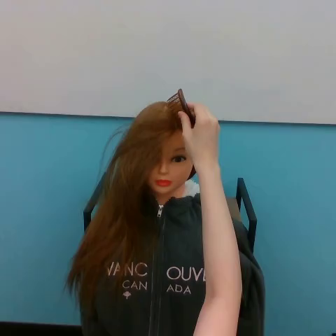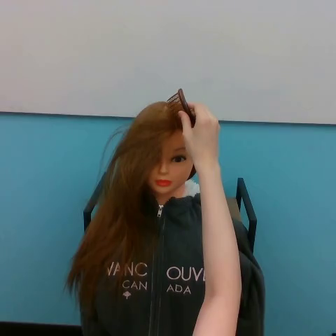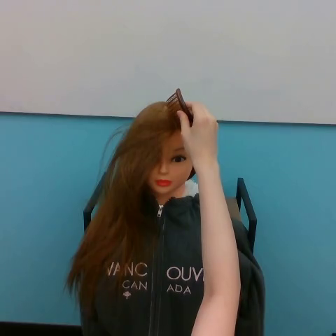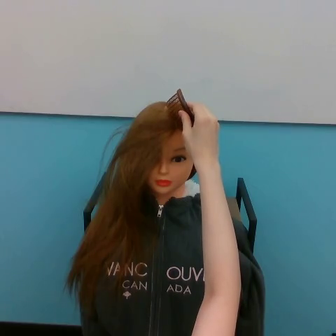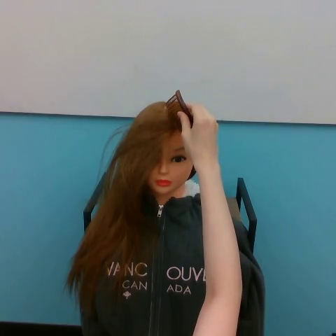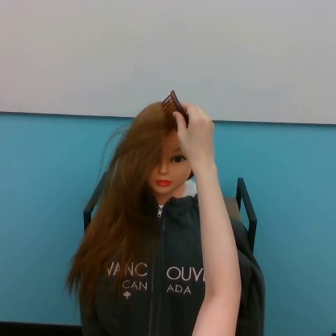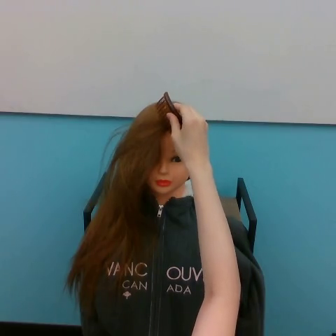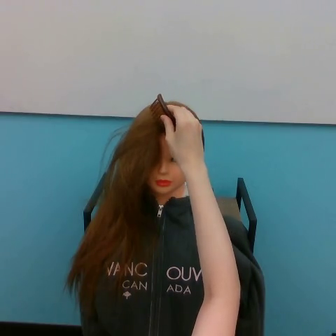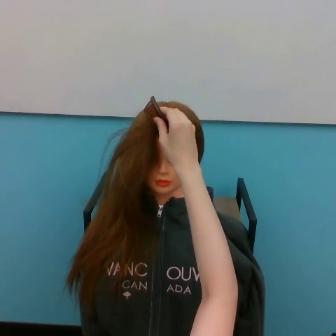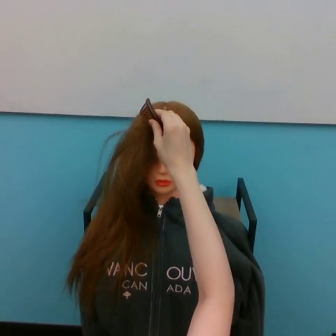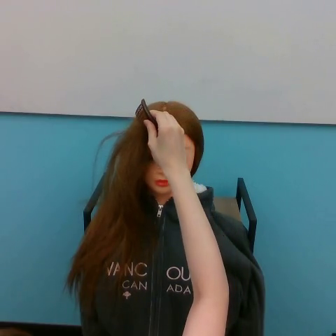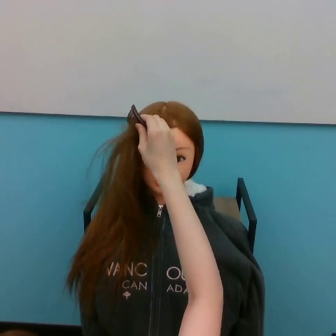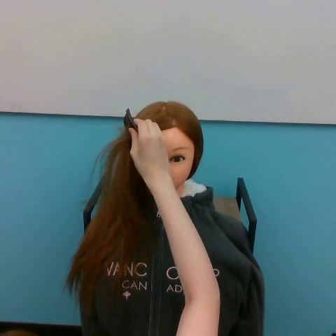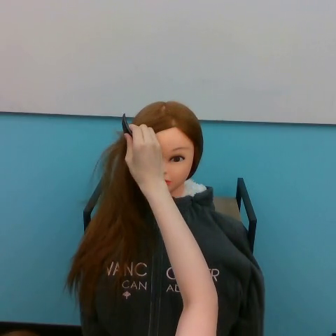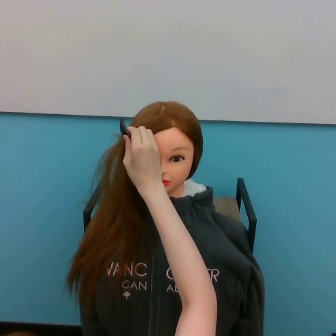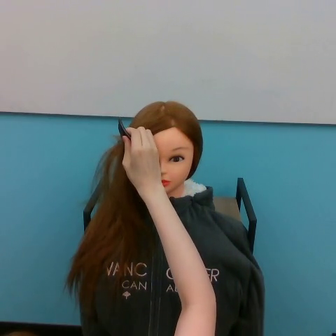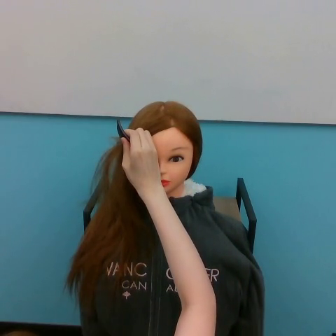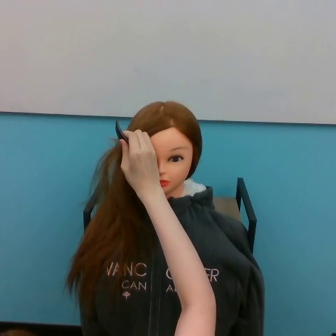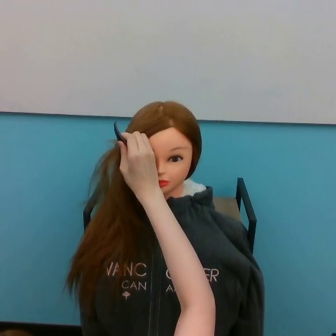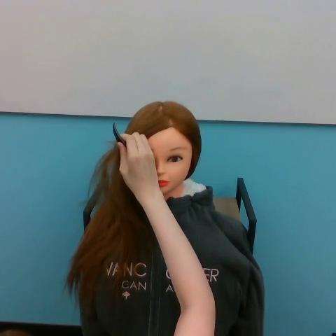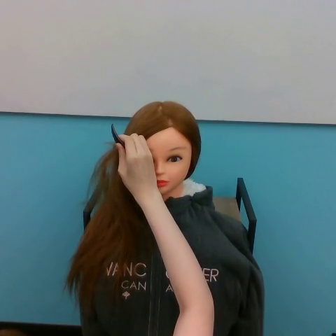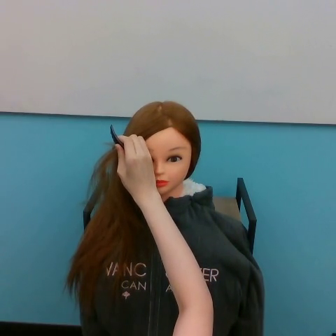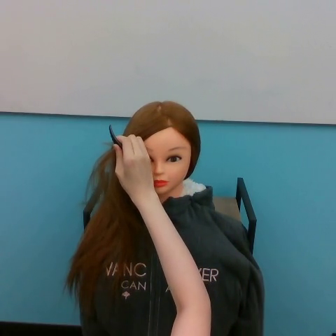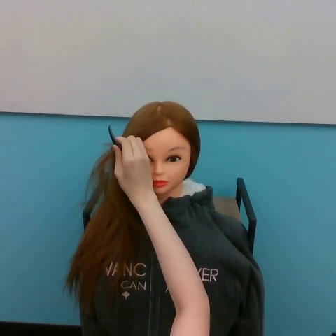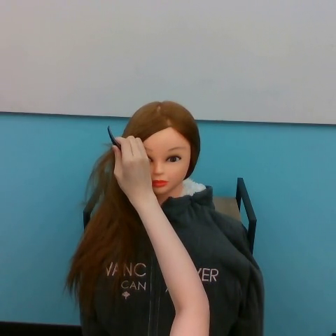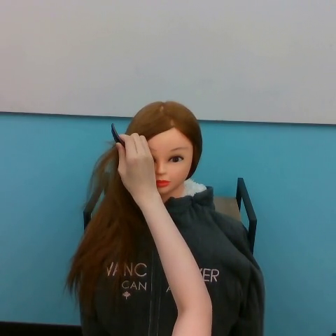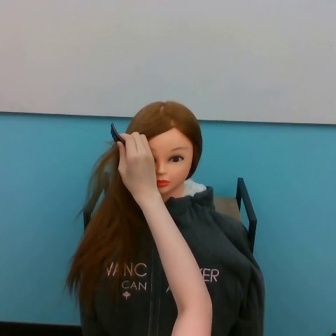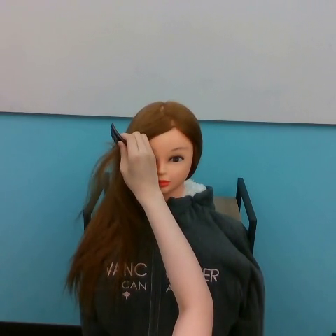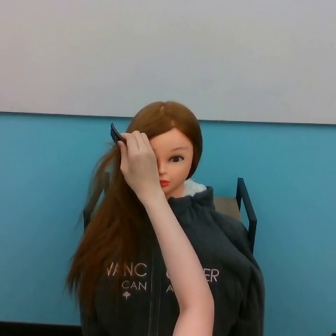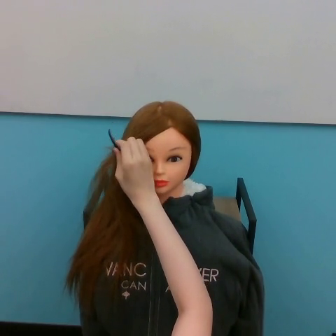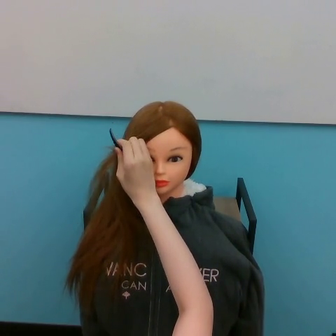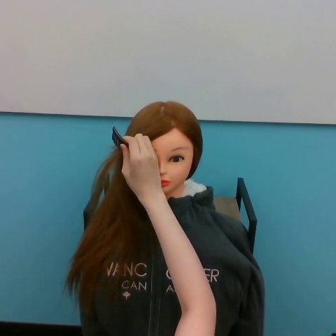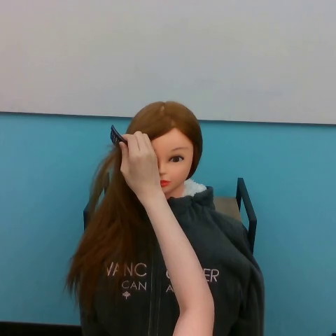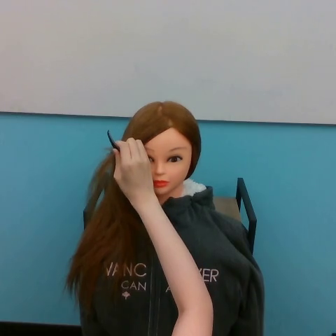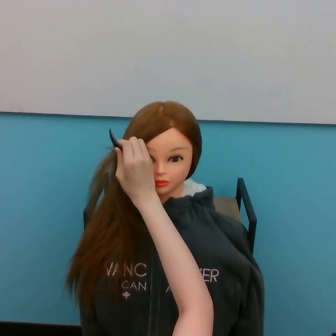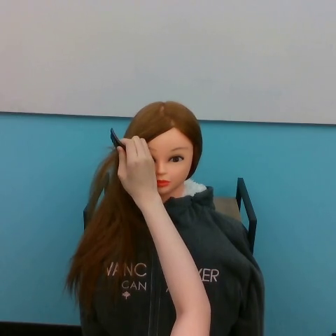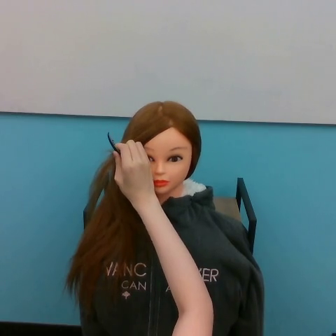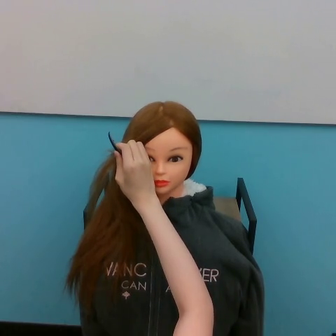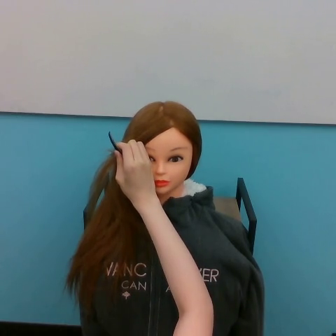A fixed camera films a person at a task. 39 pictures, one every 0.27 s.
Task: brush hair.
Motion: move downward and to the left.
0.00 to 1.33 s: The hand moves only a little.
1.33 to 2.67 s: The hand goes to the left.
2.67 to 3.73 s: The hand goes to the left and downward.
3.73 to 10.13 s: The hand goes downward.
